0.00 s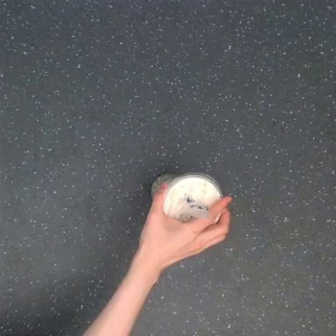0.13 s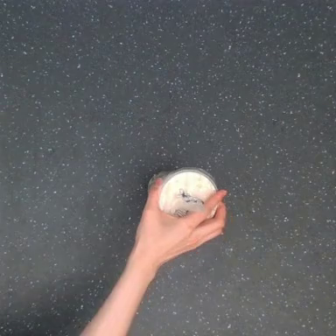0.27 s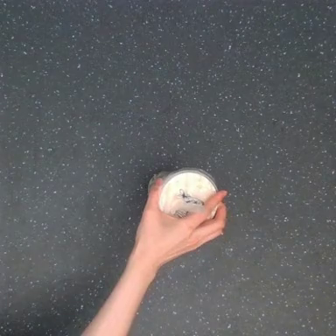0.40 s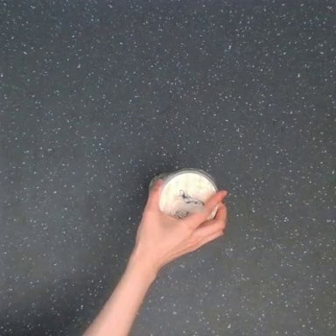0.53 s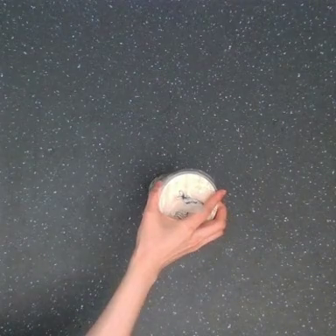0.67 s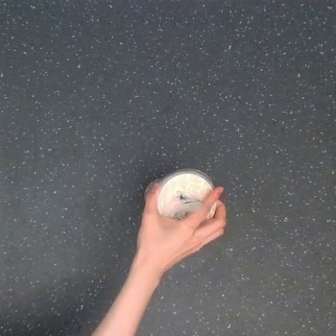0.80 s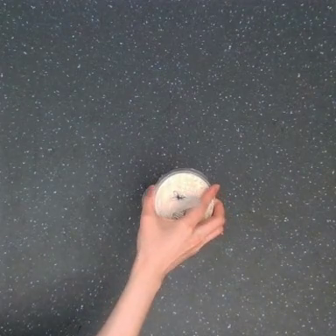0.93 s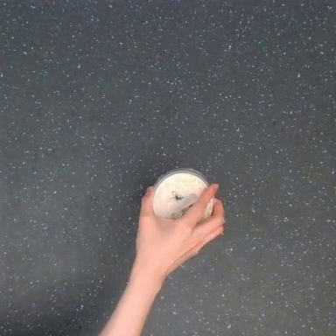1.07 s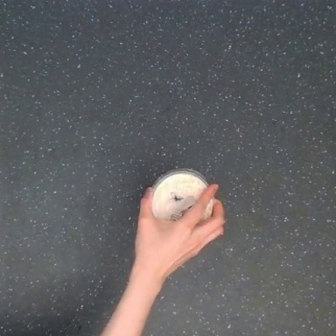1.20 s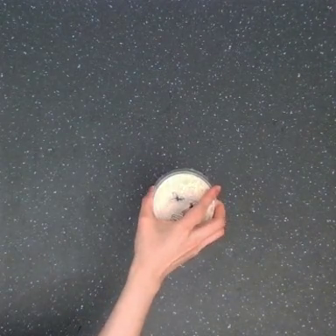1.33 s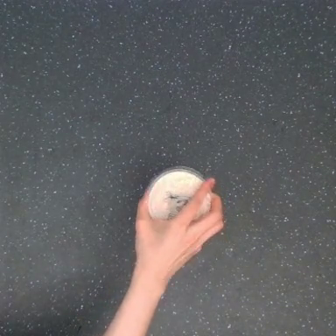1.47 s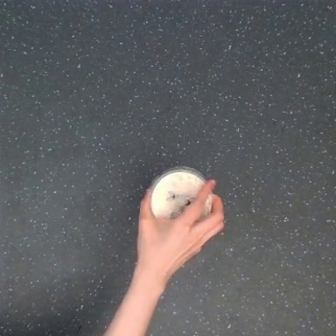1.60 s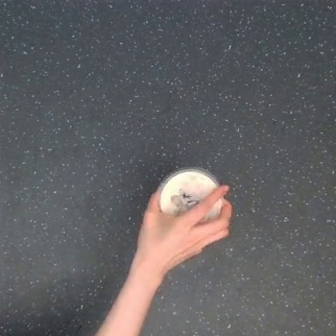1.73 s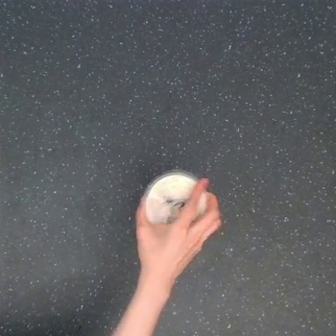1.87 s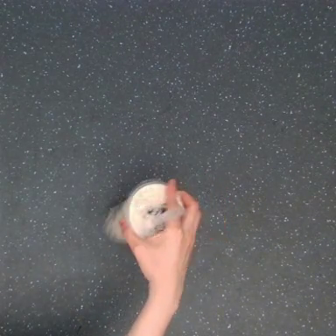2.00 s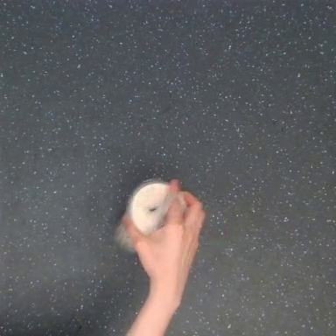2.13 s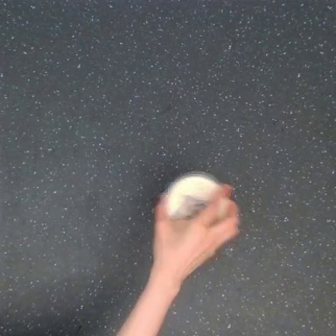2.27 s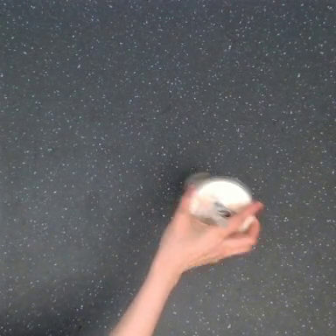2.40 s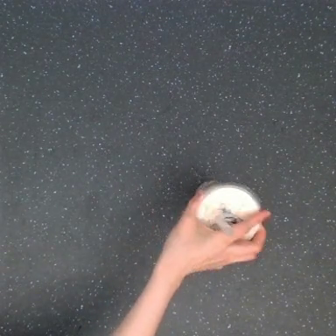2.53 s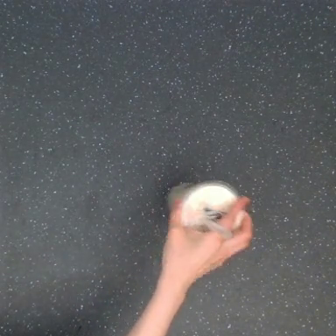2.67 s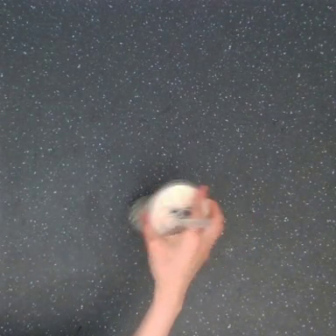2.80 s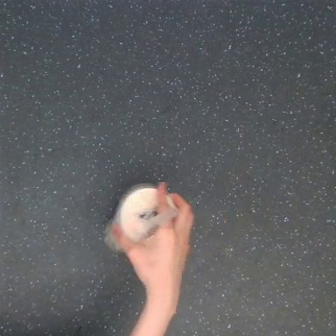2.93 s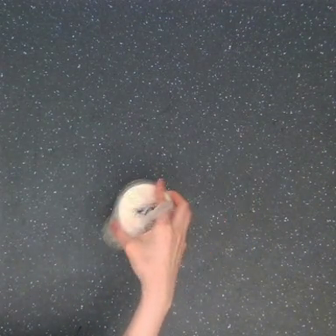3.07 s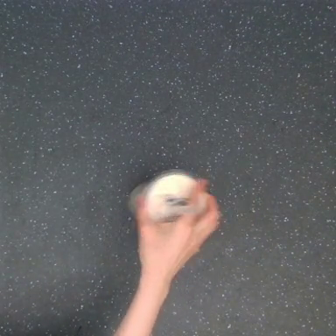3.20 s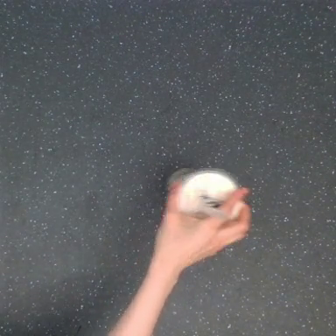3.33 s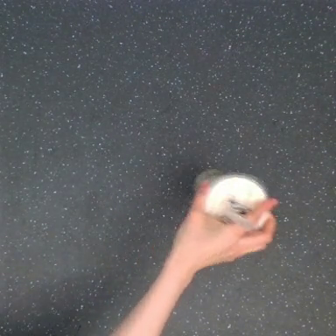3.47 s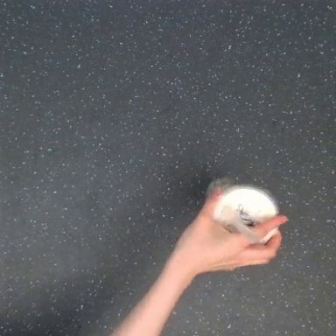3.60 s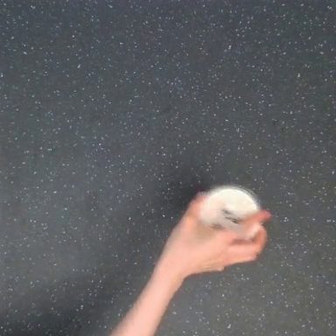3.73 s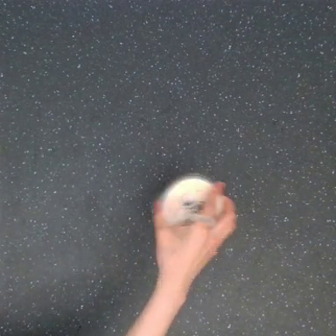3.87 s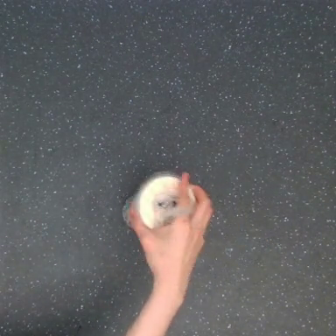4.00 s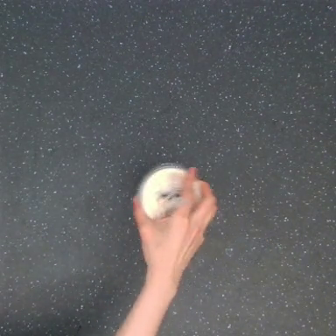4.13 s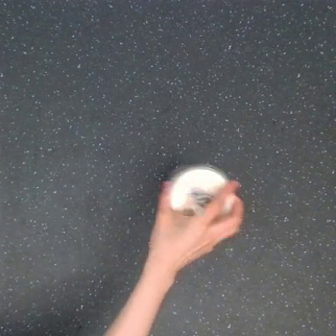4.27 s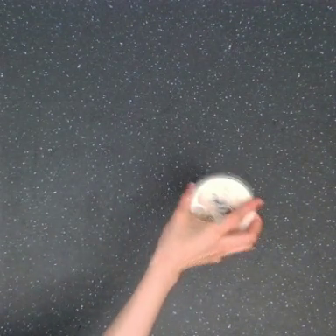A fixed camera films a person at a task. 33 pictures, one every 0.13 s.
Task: shake the boba.
Motion: move to the left and move to the right, repeating this sequence 3 times.
0.00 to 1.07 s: The hand moves only a little.
1.07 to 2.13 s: The hand goes to the left, then to the right.
2.13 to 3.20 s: The hand goes to the left, then to the right.
3.20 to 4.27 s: The hand goes to the left, then to the right.
